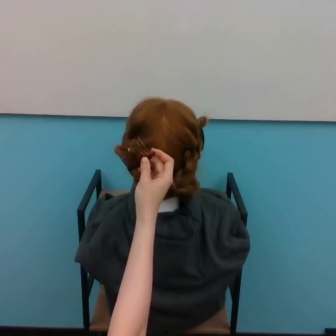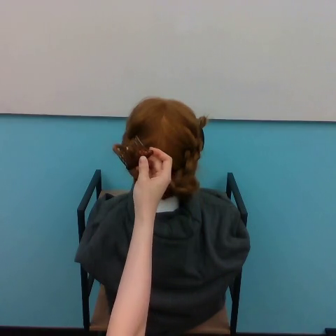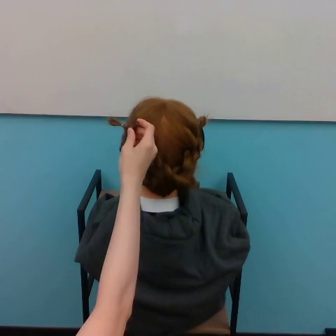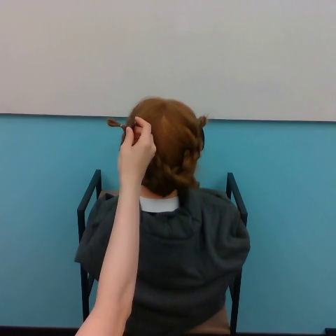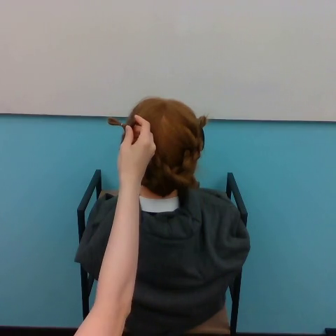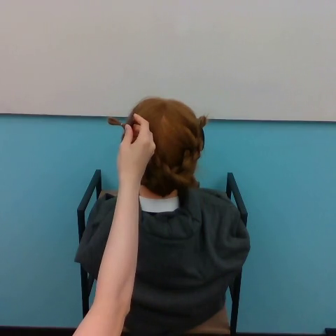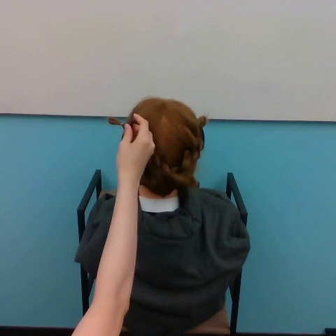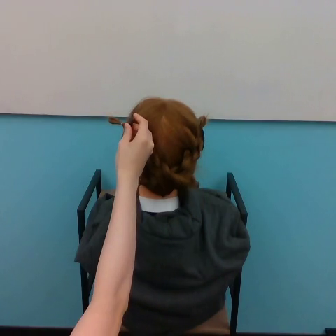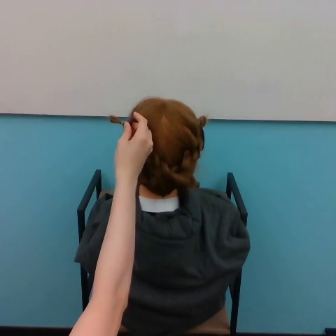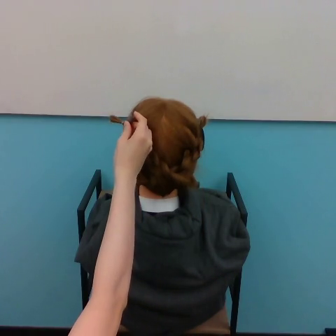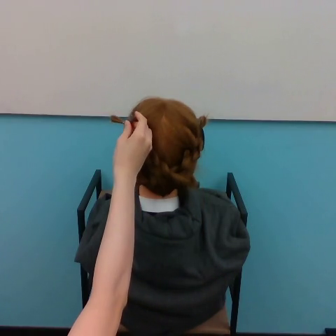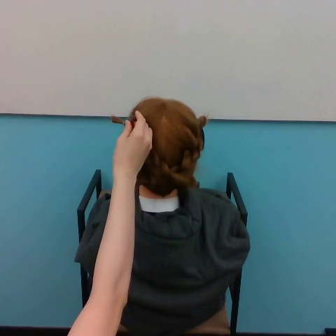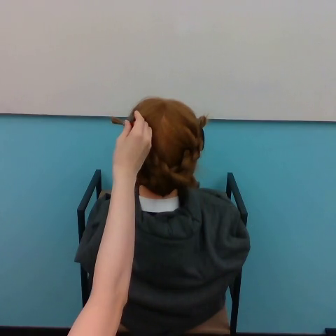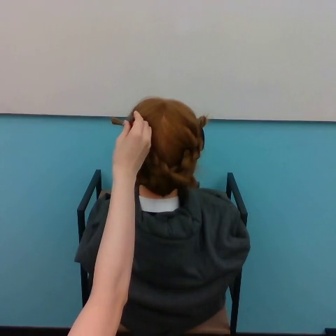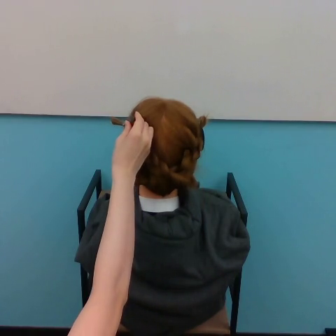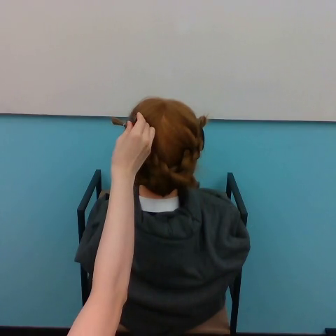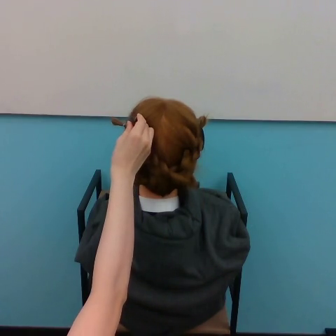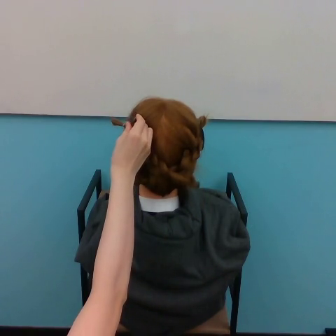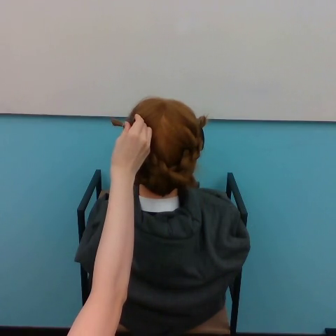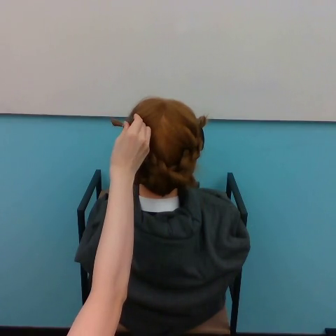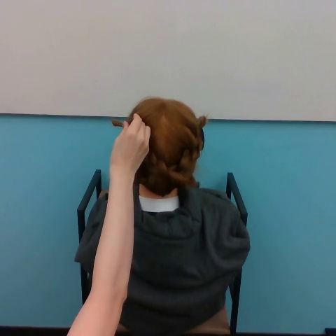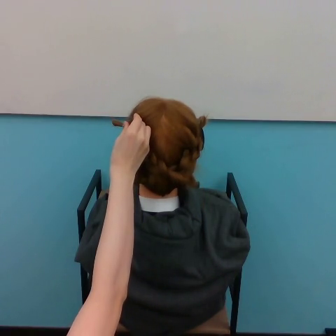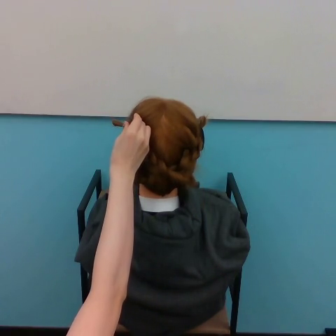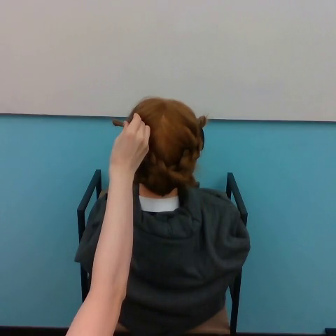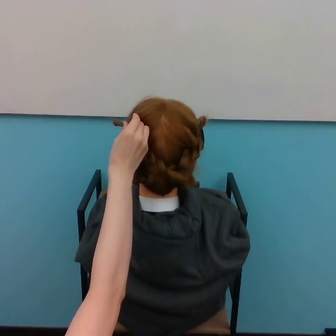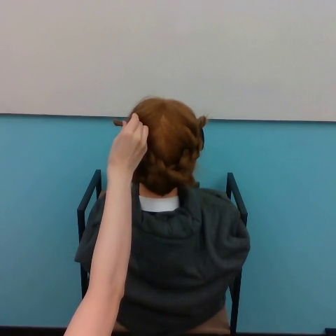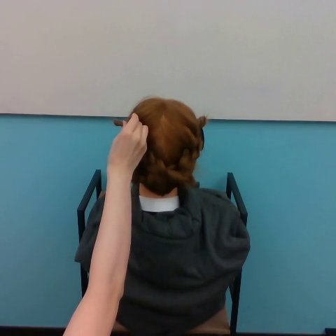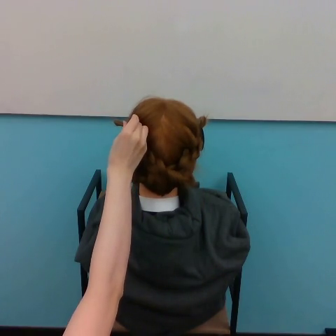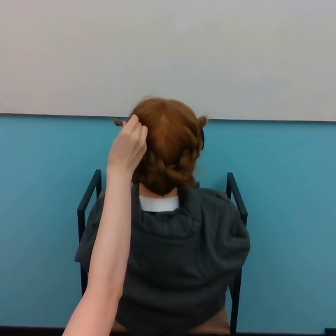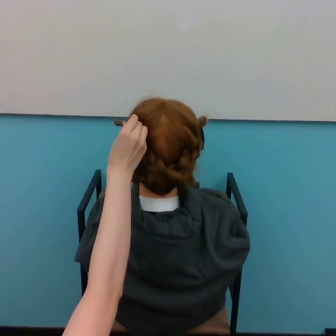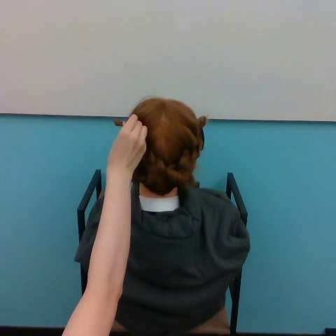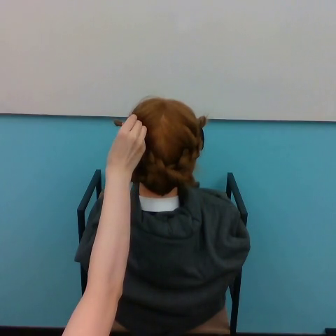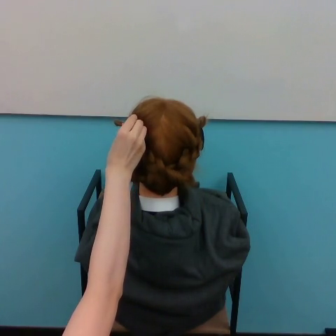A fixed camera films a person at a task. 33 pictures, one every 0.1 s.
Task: style hair.
0.0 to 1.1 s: The hand goes upward.
1.1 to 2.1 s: The hand stays where it is.
2.1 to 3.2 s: The hand moves only a little.
